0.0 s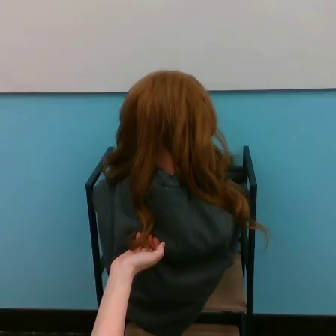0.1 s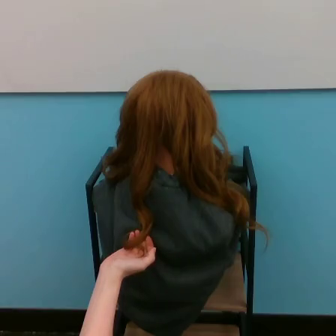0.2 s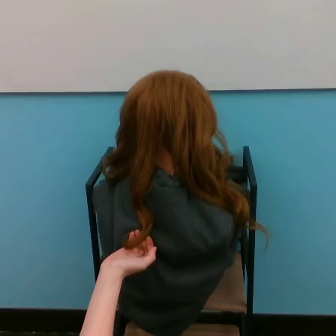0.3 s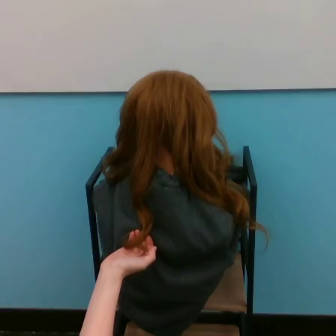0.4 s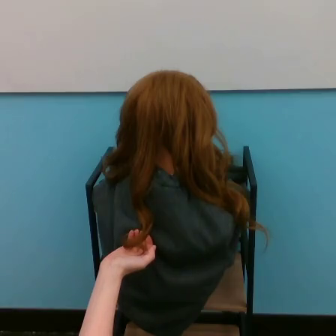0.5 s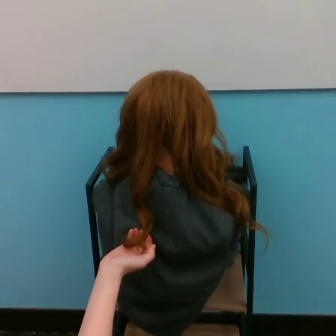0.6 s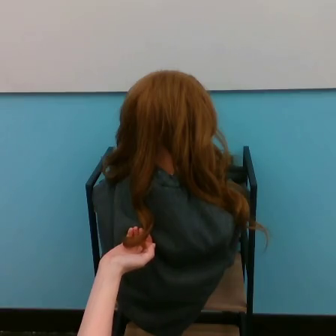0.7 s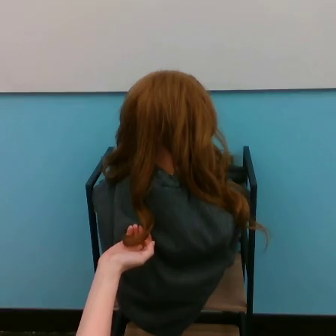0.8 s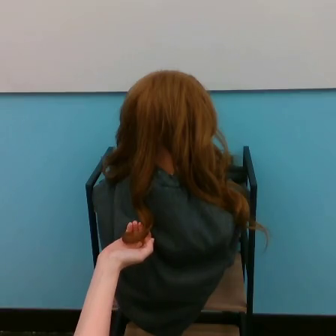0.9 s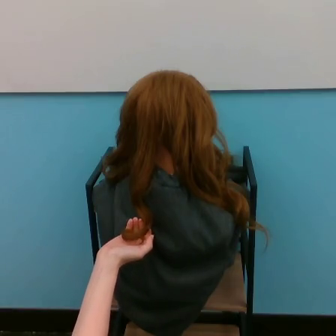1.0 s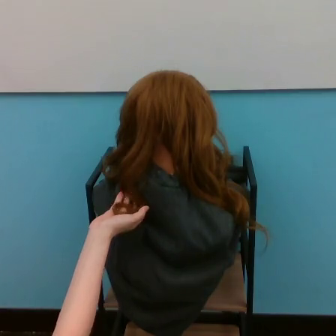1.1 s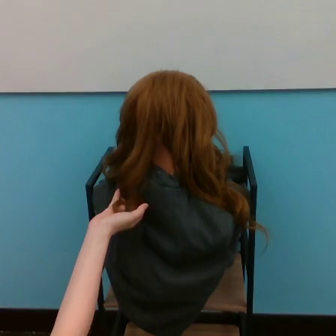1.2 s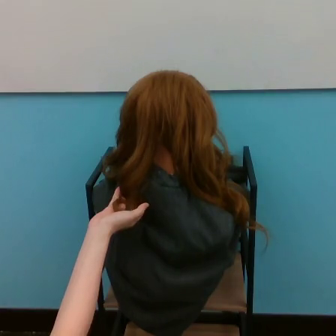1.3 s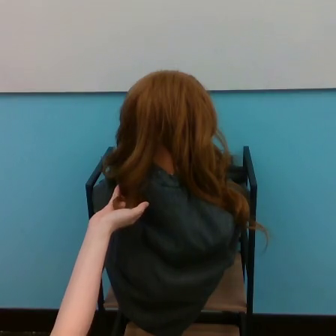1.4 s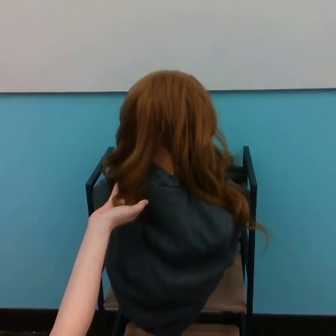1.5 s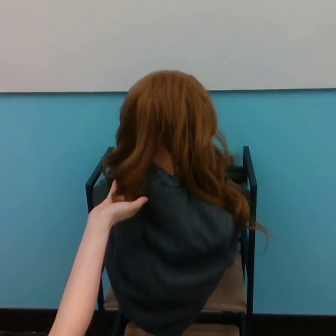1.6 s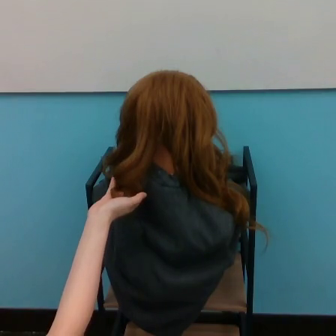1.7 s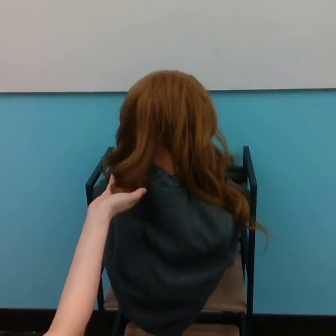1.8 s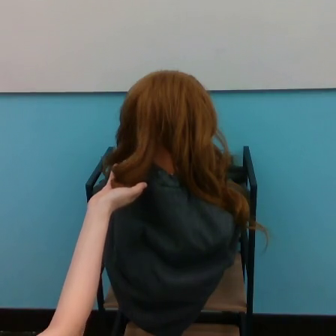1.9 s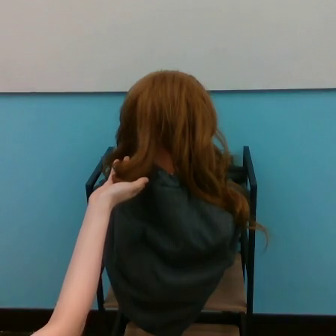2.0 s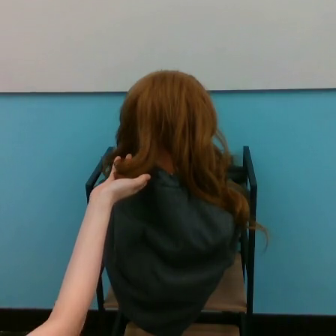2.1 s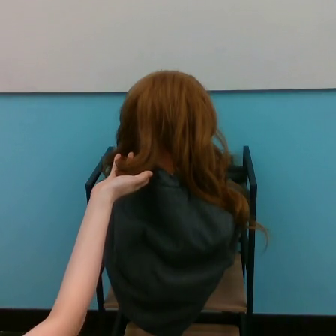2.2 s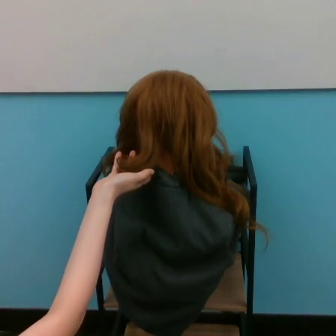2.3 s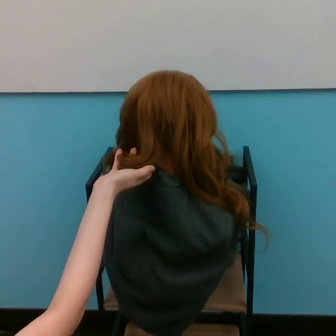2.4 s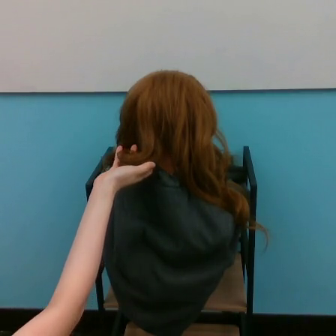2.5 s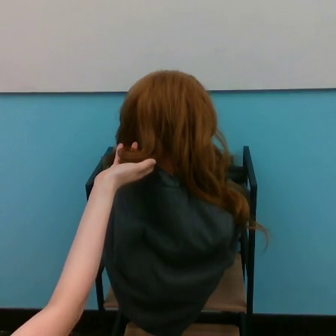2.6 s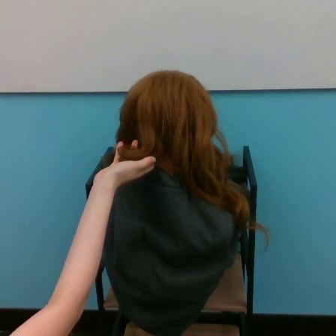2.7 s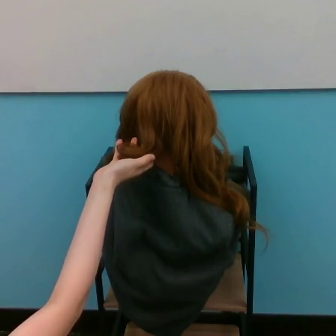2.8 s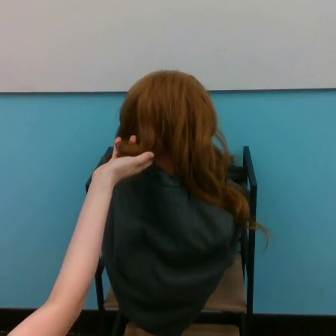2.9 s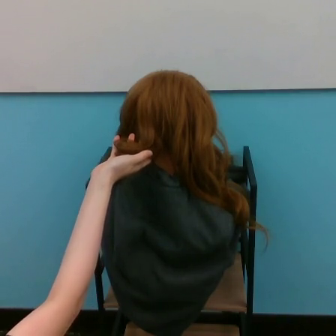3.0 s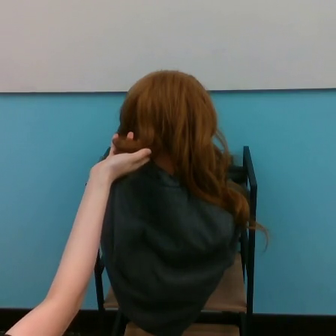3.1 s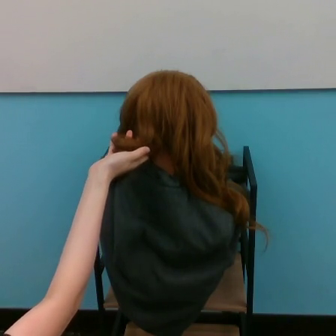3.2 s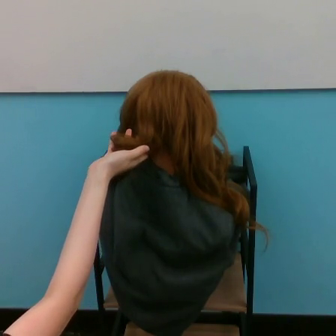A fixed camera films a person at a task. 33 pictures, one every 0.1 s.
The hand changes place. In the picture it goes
upward.
0.0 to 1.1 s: The hand goes upward and to the left.
1.1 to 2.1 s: The hand goes upward.
2.1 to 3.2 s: The hand goes upward, on a counterclockwise arc.
Task: curl hair.
